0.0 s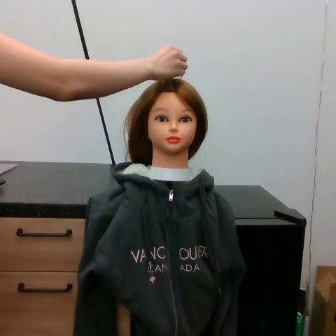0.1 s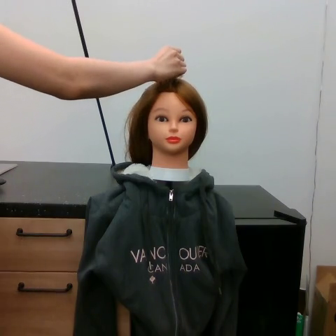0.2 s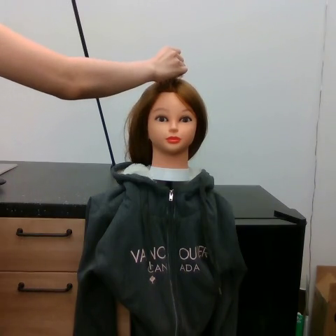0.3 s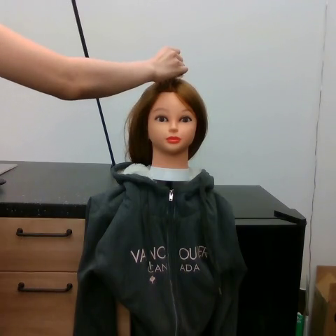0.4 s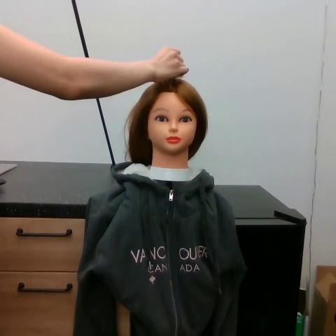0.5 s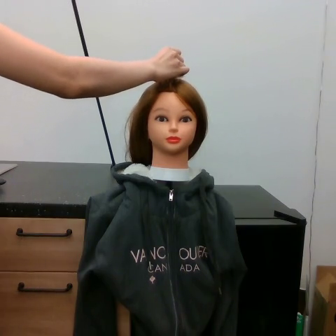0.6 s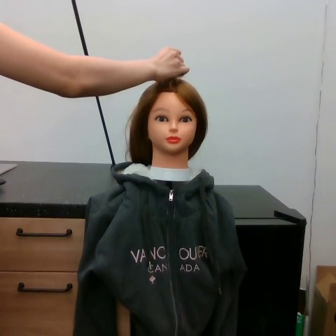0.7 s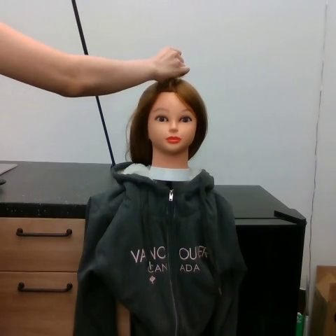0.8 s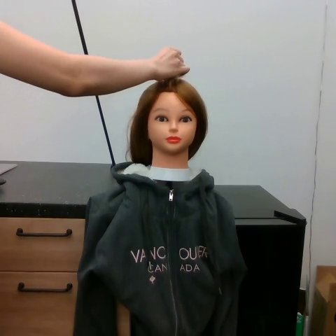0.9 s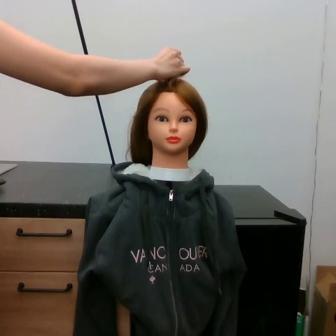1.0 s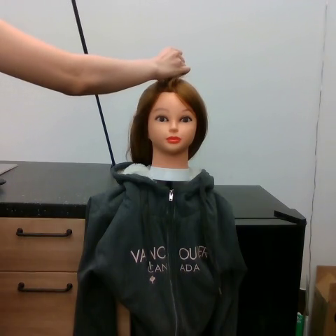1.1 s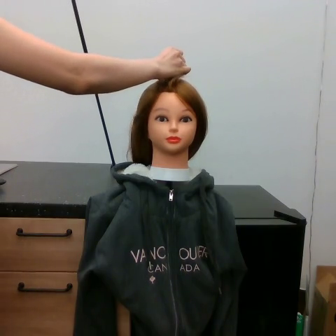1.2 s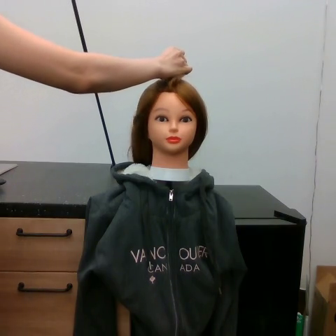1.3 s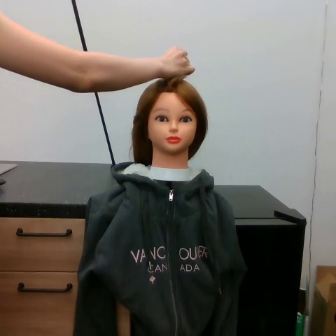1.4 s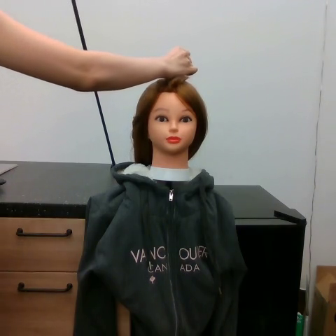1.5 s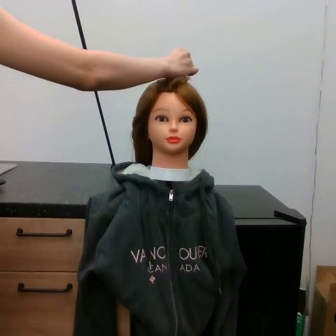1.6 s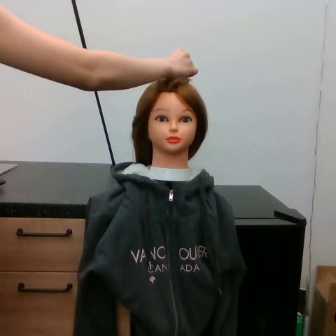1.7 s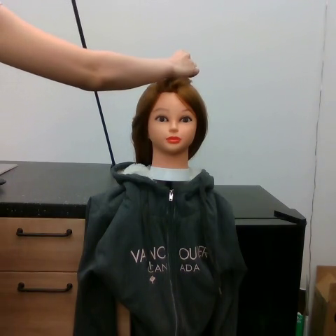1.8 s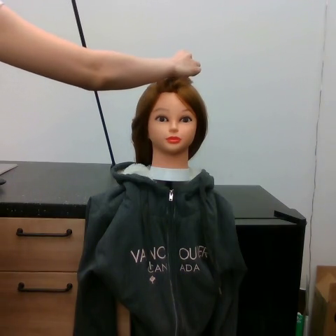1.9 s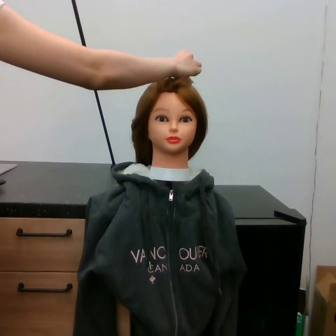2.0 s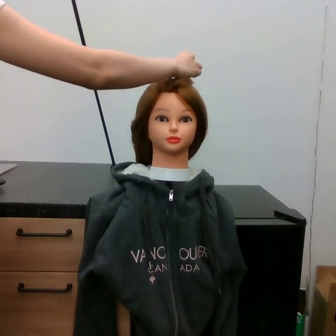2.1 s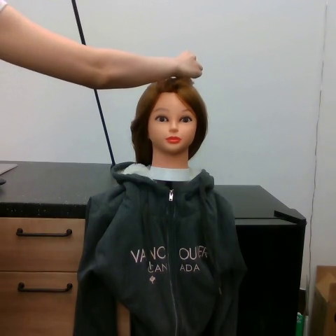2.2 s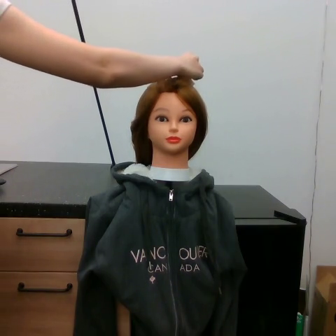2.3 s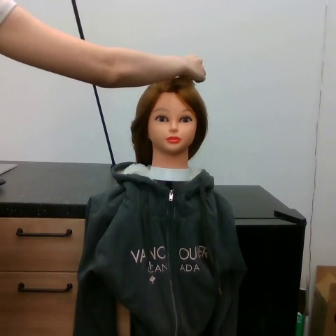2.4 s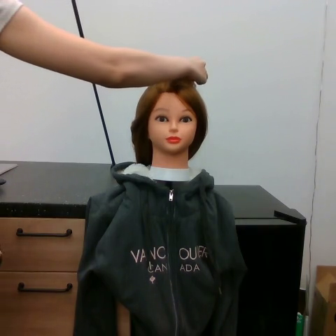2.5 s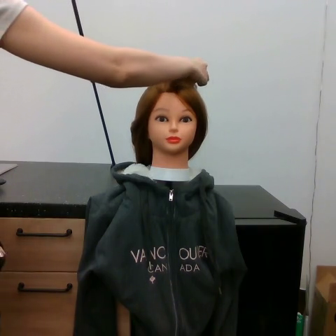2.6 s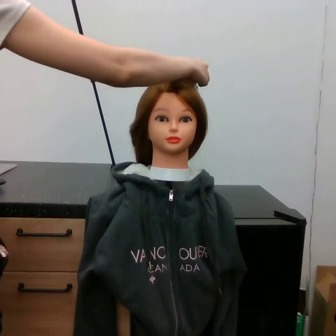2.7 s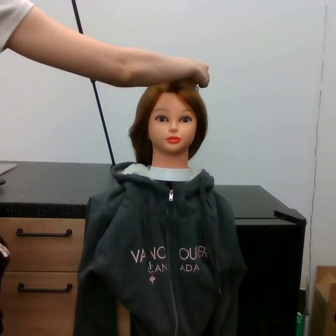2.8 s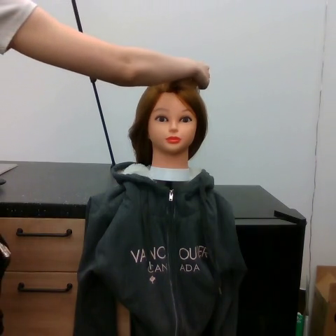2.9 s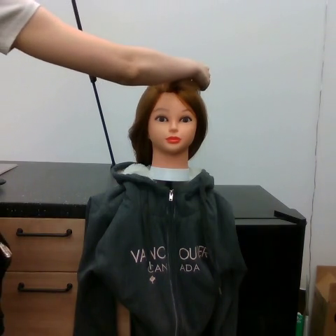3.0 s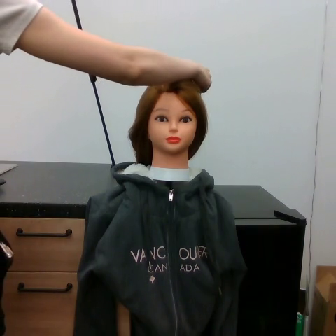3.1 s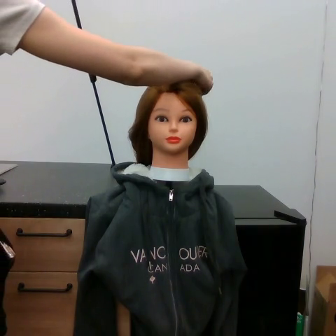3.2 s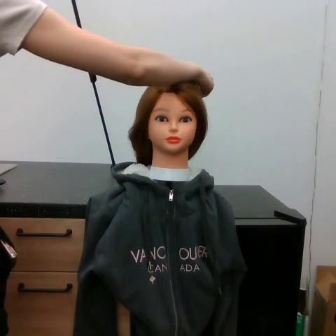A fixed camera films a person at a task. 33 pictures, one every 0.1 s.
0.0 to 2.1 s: The hand moves only a little.
2.1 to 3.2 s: The hand stays where it is.
Task: part hair.
